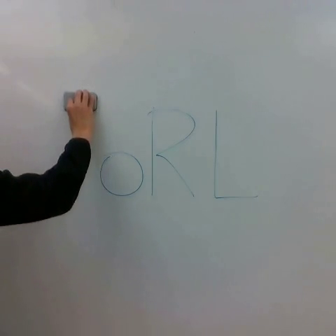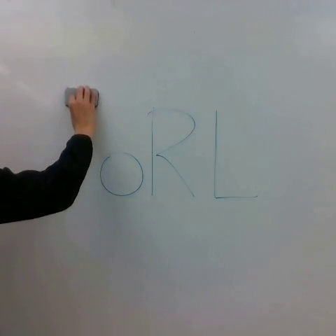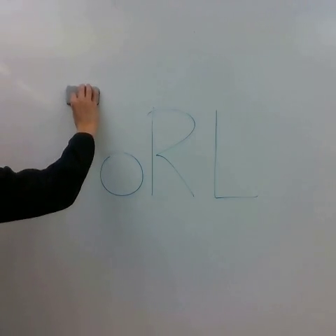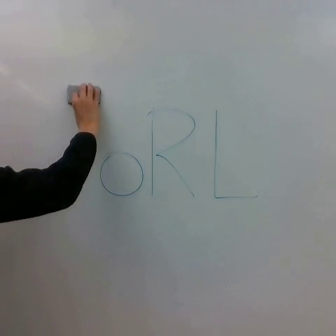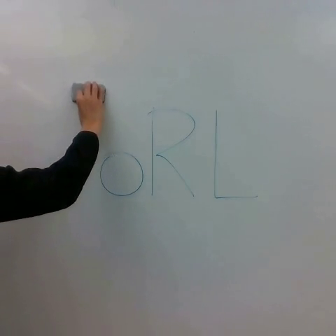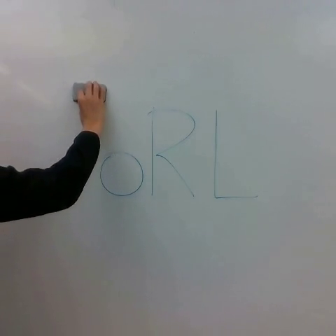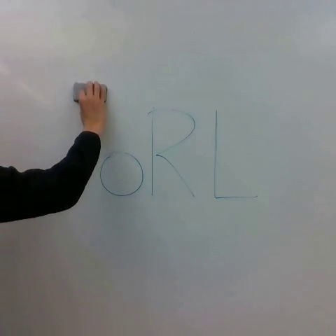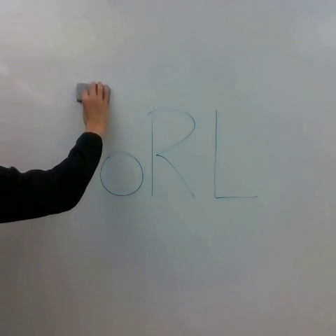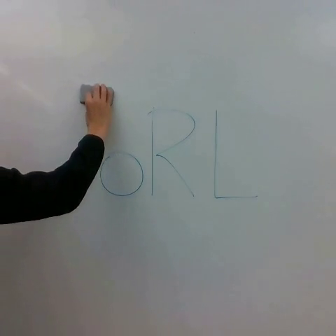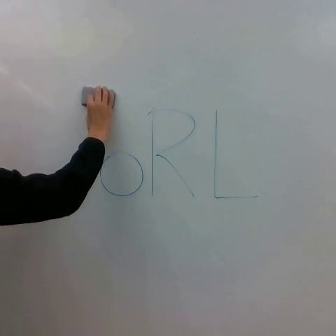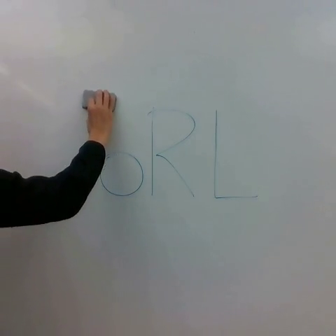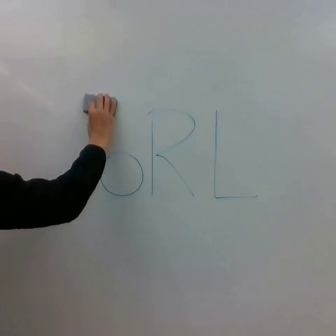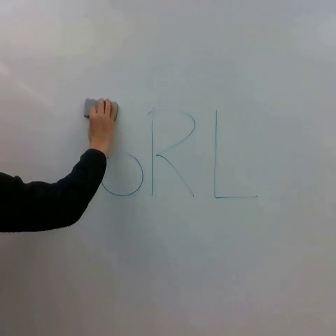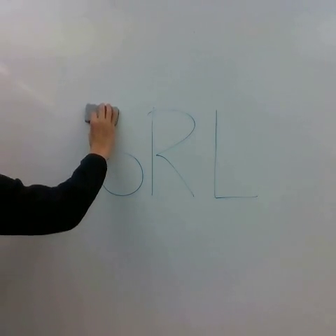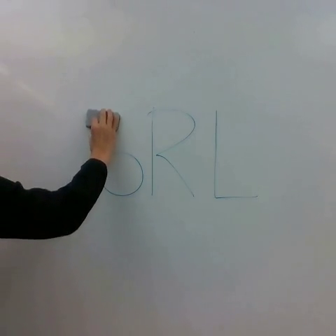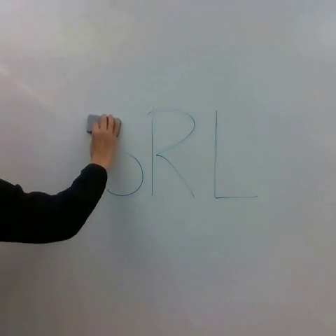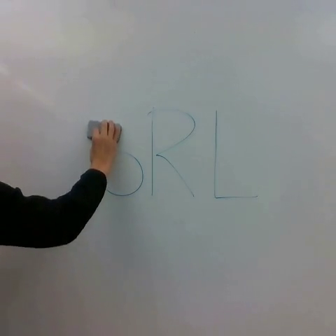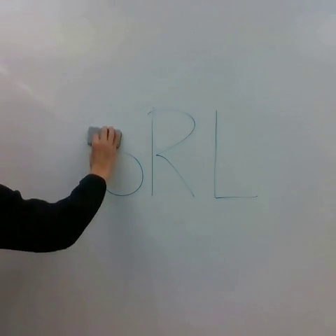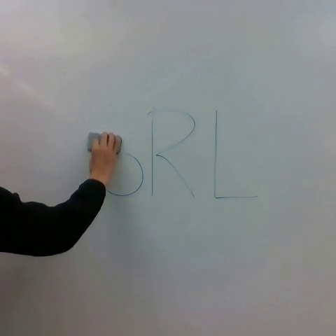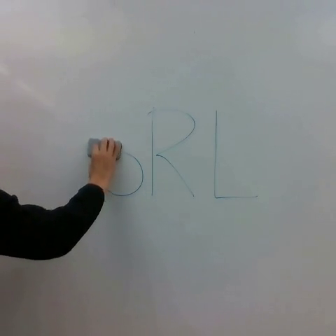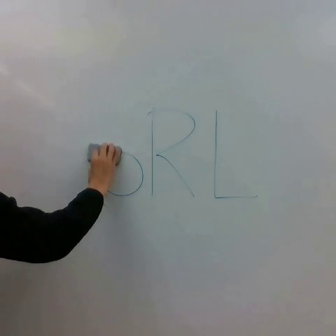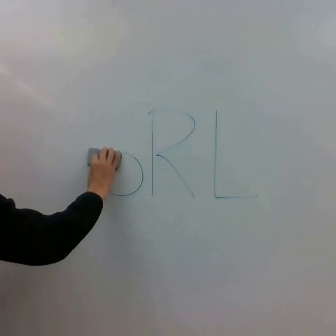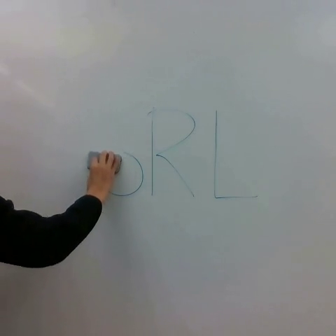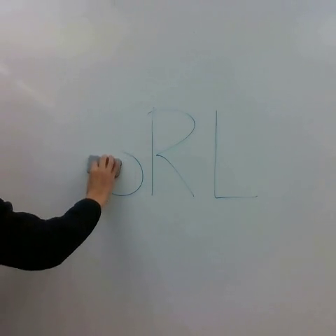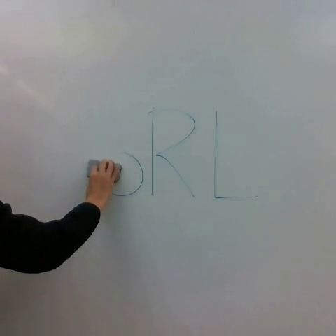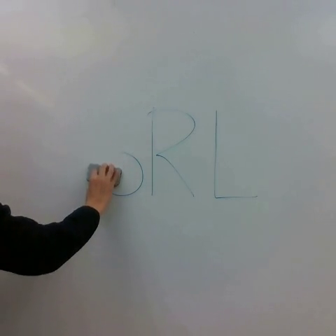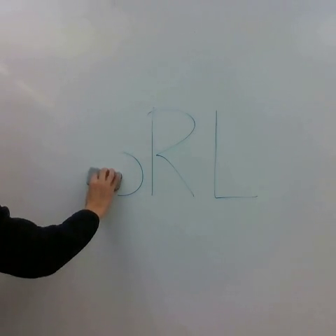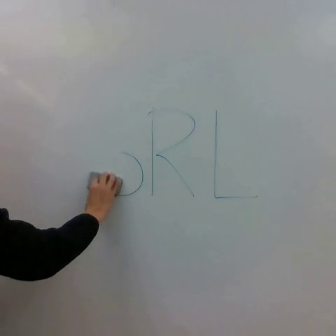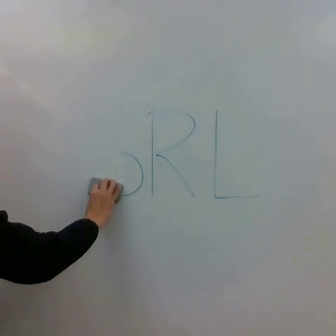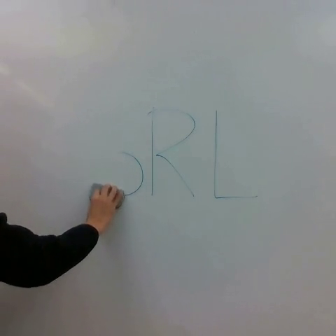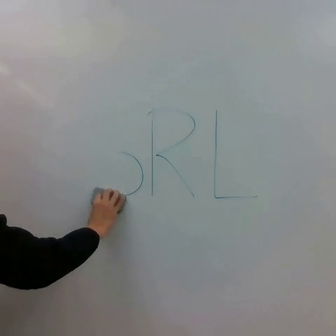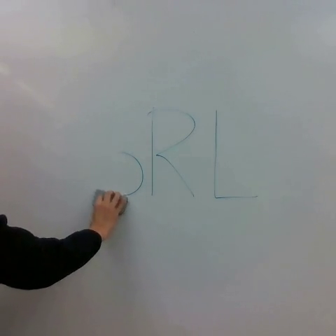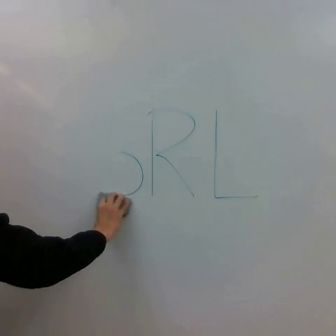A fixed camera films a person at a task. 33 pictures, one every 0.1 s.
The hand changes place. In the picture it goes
downward.
0.0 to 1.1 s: The hand goes to the right, on a clockwise arc.
1.1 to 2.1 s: The hand goes downward.
2.1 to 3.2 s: The hand goes downward.
Task: erase whiteboard.
